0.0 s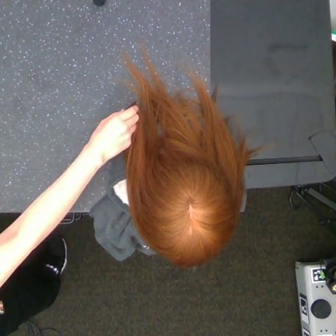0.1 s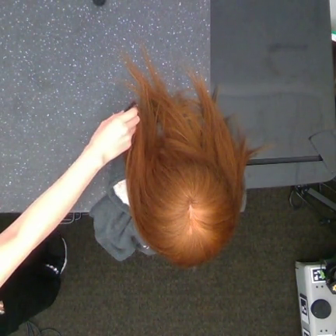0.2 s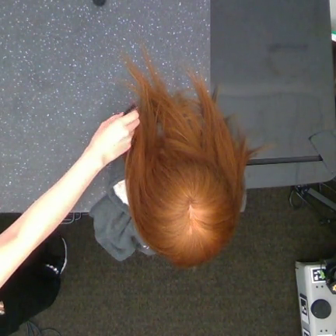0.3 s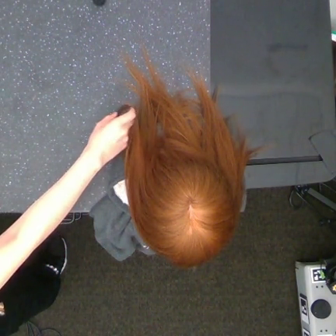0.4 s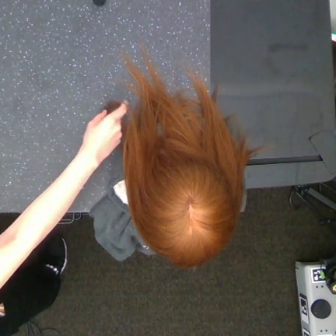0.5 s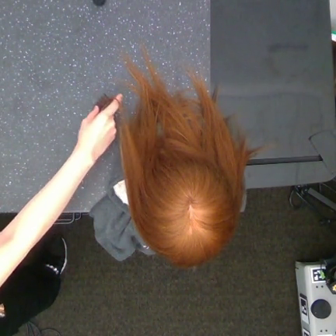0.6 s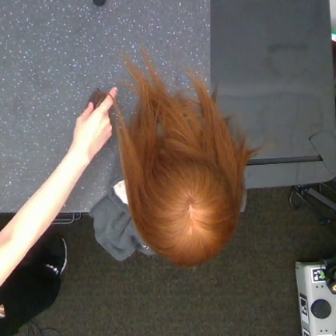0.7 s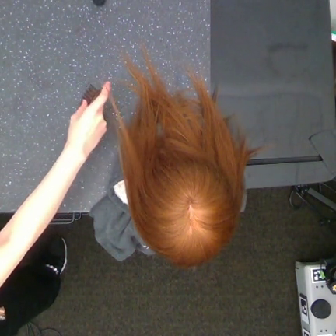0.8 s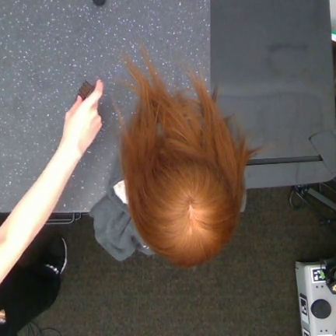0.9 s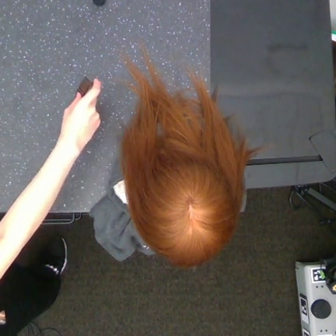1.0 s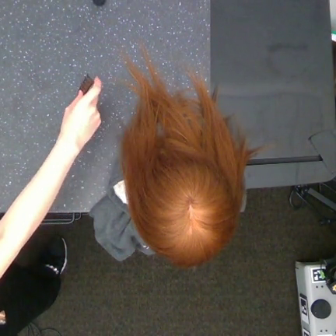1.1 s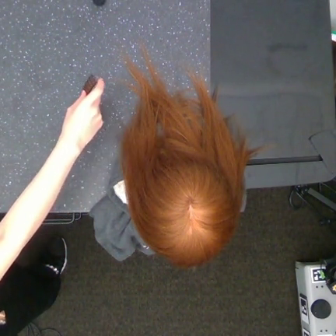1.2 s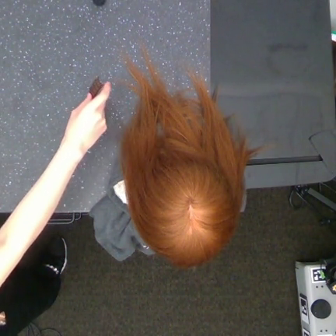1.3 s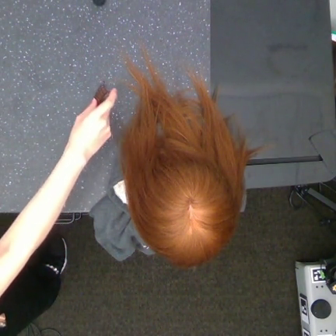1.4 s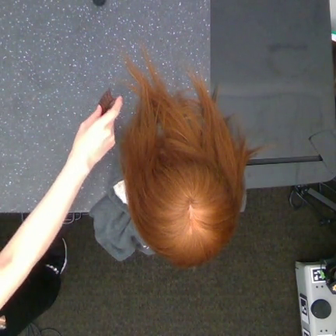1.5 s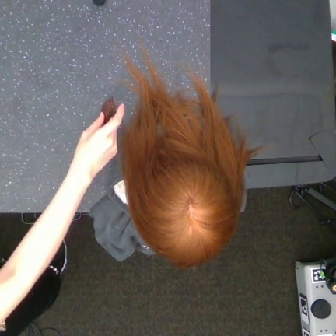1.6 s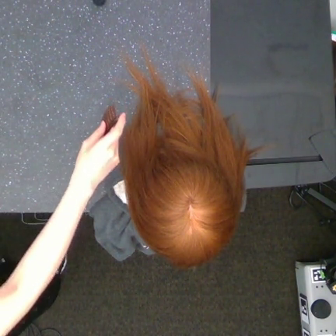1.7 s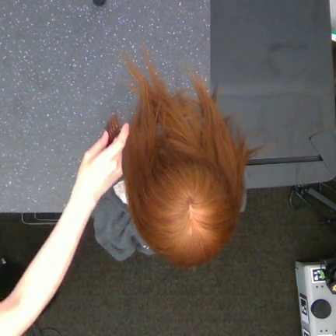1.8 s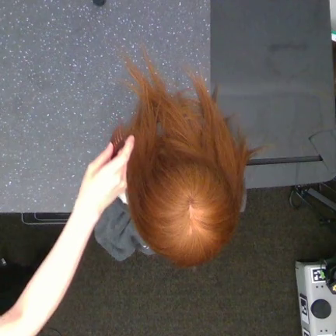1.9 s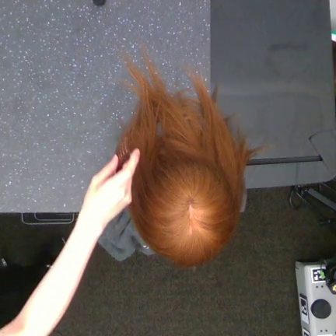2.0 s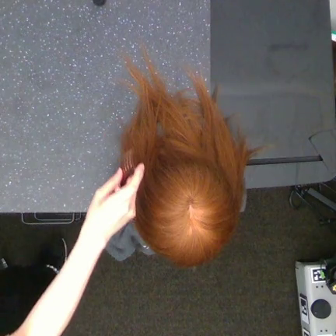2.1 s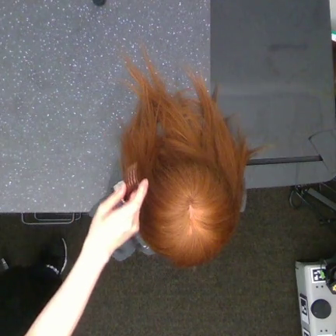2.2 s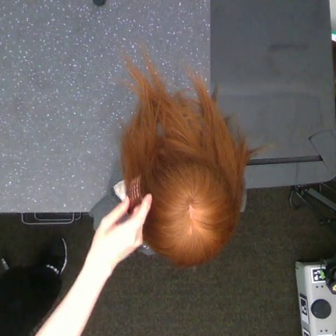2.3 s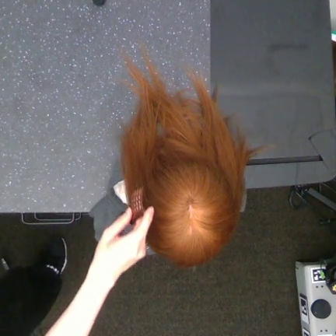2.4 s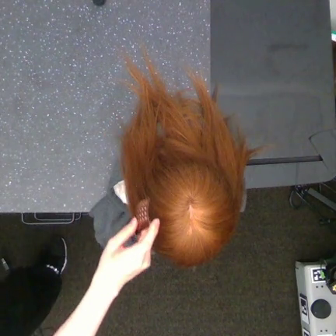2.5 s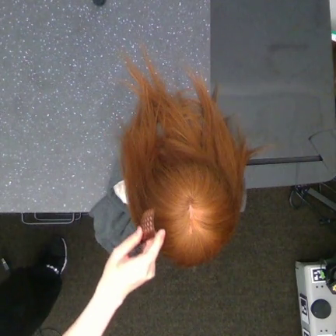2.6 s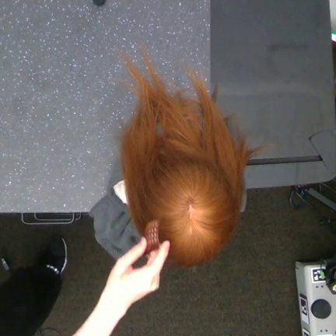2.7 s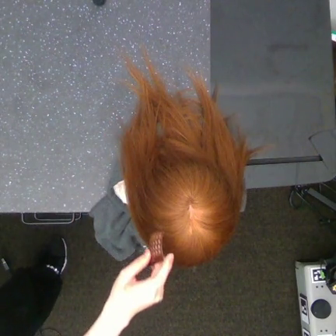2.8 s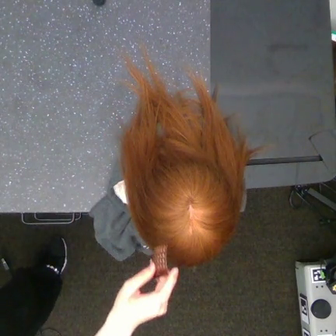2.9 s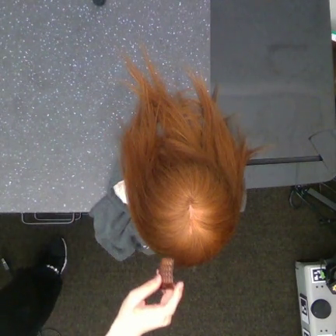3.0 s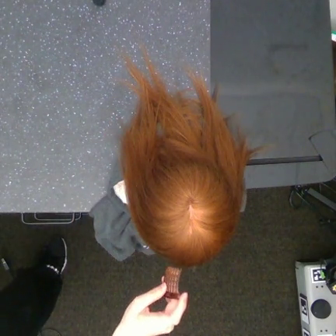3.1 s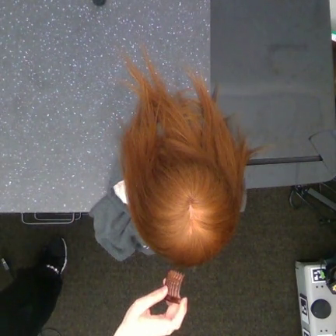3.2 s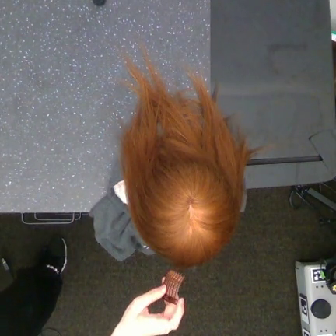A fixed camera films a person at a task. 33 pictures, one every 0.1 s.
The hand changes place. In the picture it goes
downward.
0.0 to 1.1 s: The hand goes to the left and upward.
1.1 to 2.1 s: The hand goes downward.
2.1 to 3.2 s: The hand goes downward.
Task: tidy front hair.
